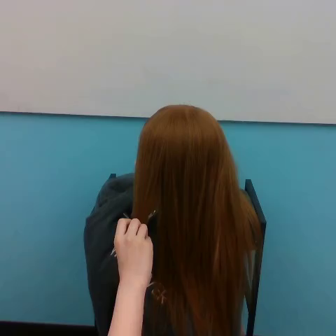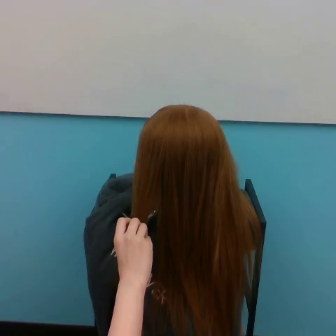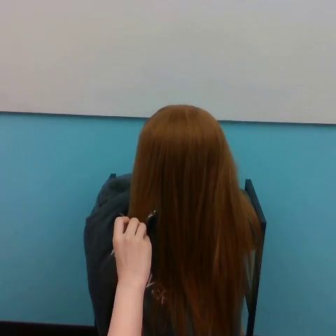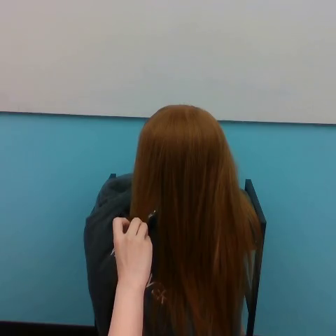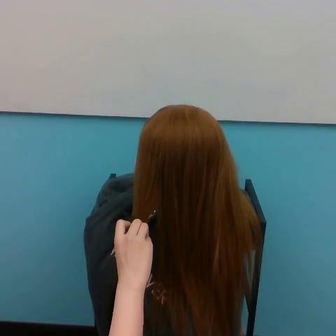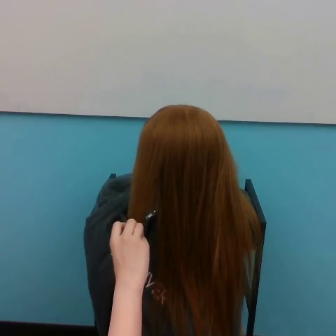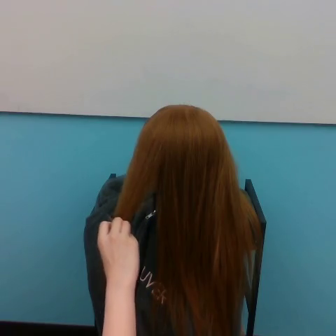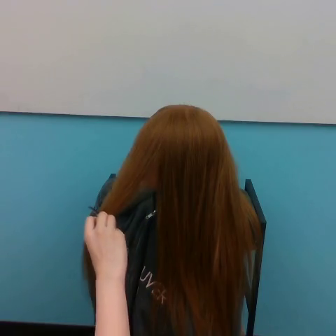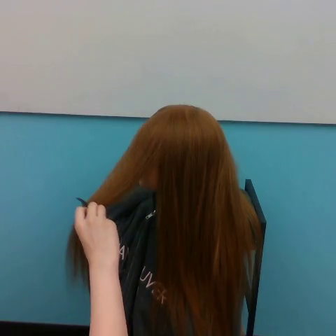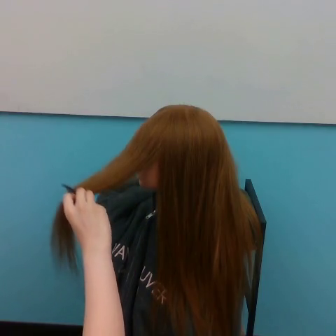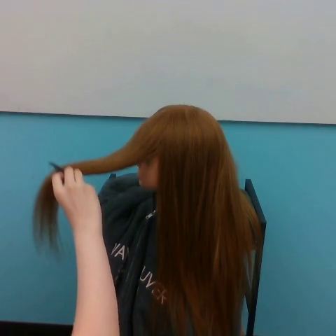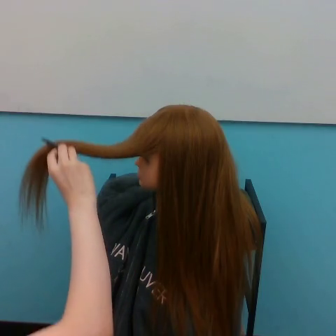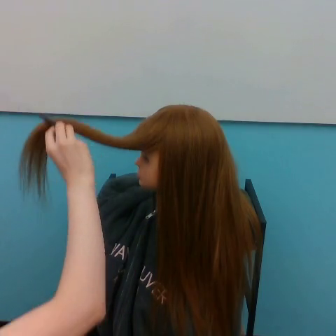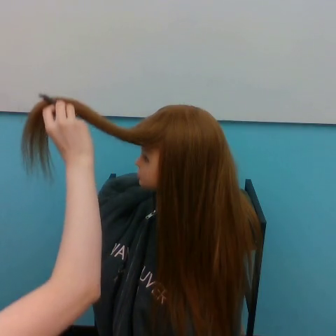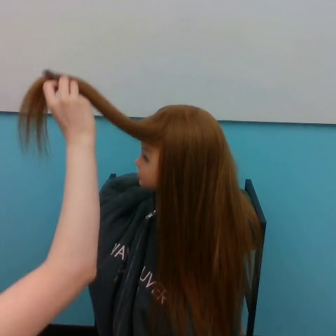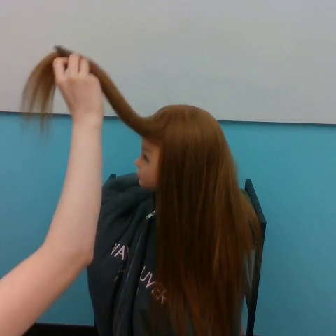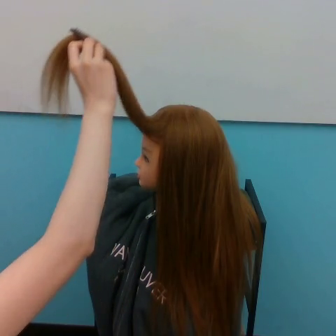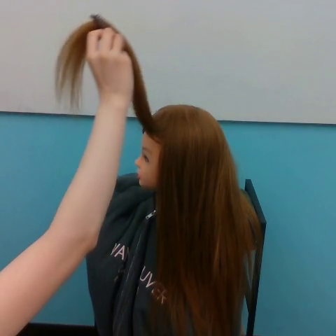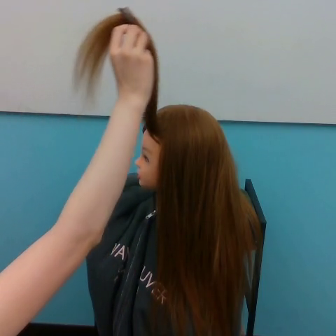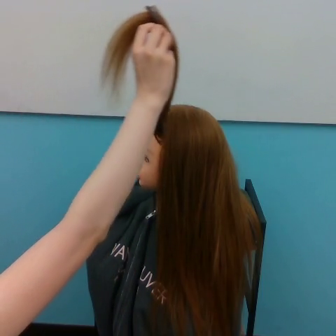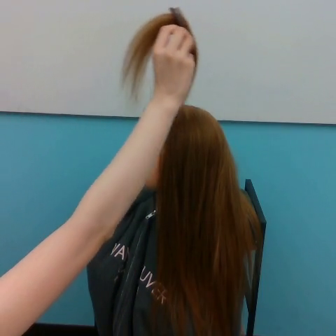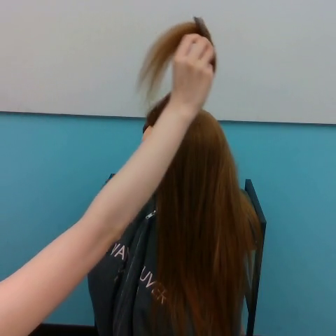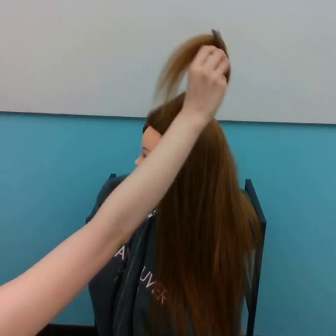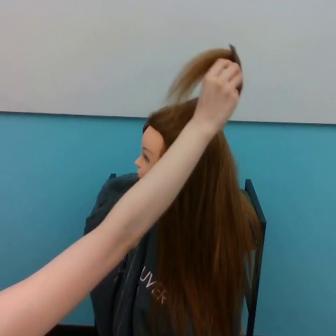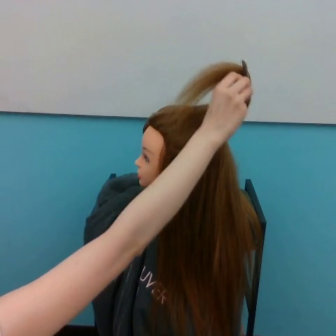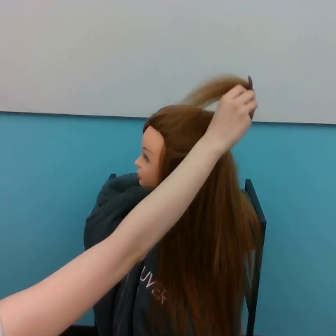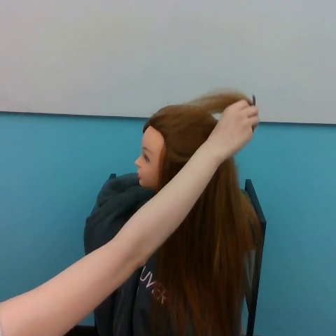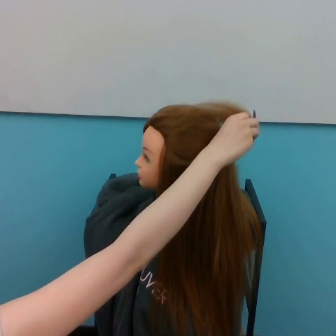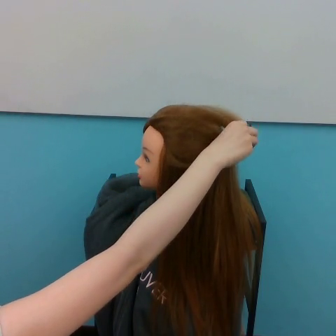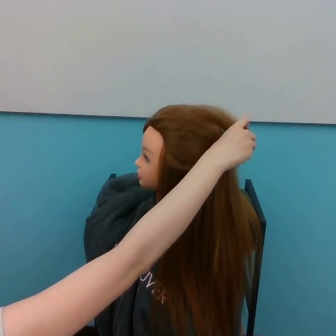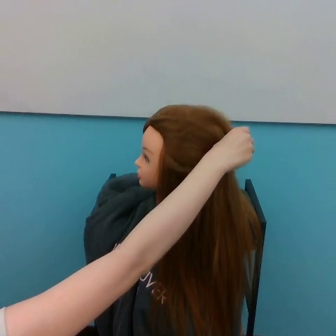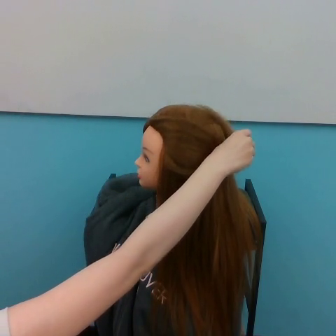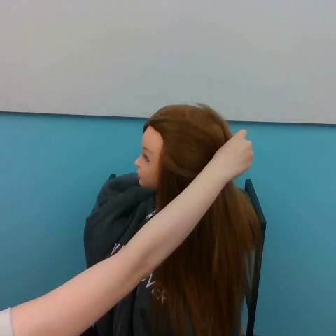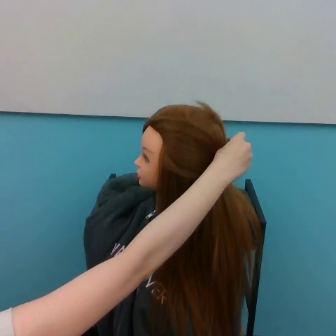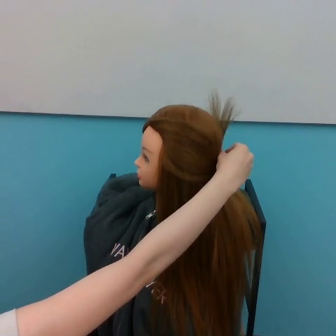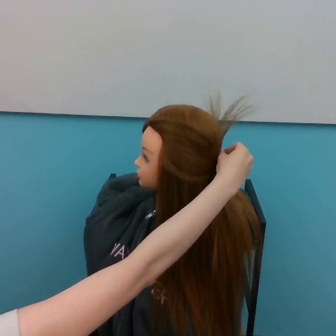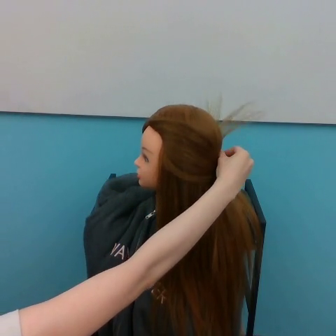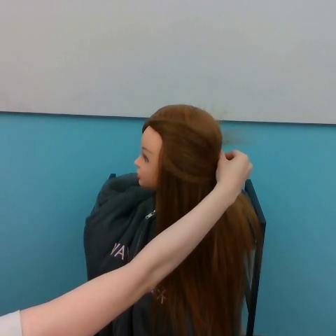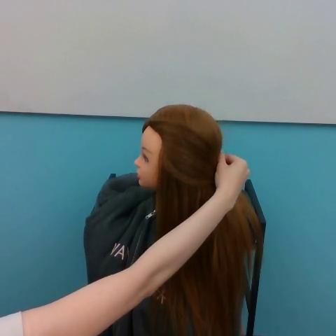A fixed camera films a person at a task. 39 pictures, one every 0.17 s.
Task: tidy side hair.
Motion: make a circular motion clockwise.
0.00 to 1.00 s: The hand goes to the left.
1.00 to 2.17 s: The hand goes upward and to the left.
2.17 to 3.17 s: The hand goes to the right and upward.
3.17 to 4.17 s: The hand goes to the right and downward.
4.17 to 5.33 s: The hand goes downward.
5.33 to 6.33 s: The hand goes downward.
In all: It circles clockwise, turning through about 270 degrees.
